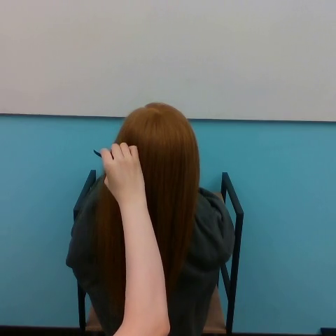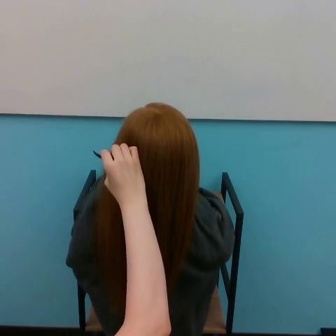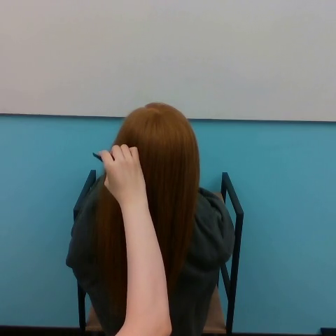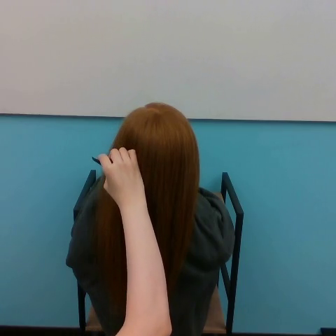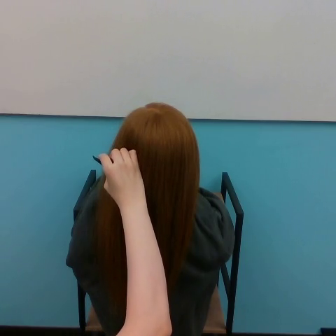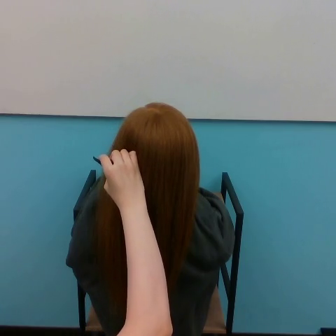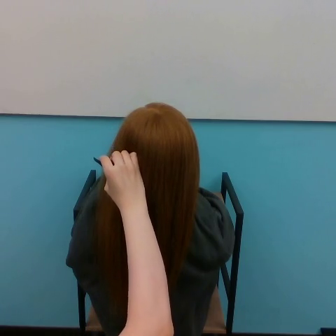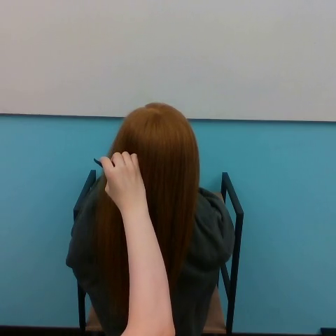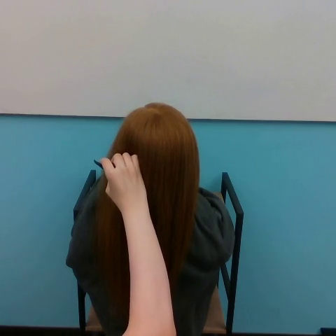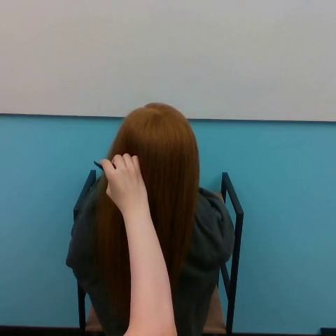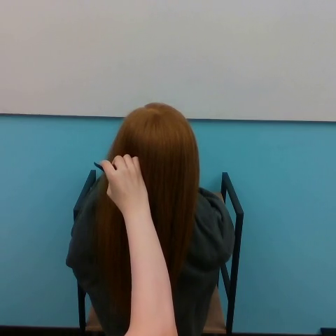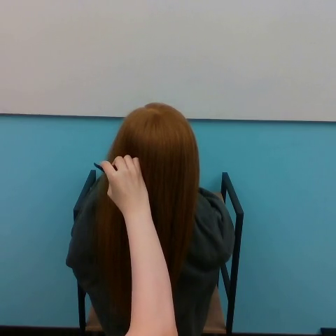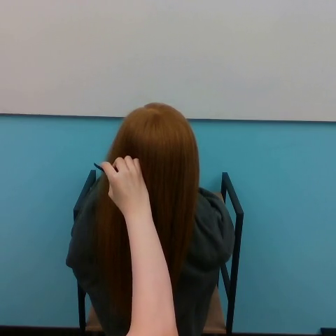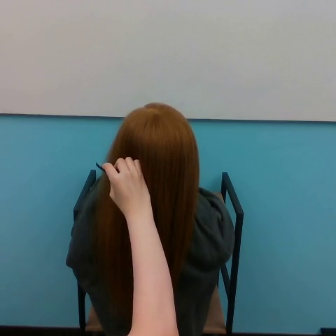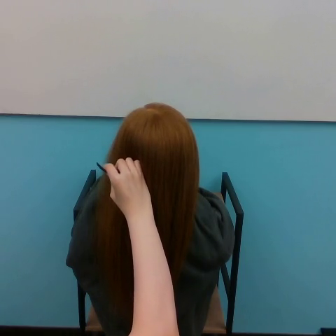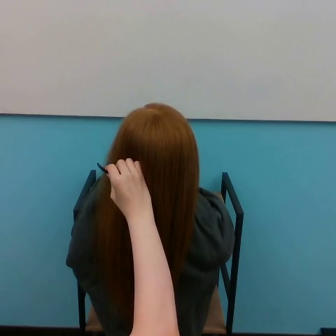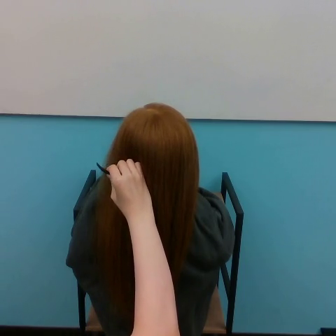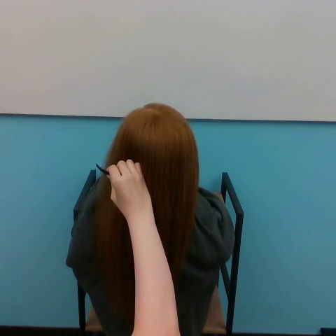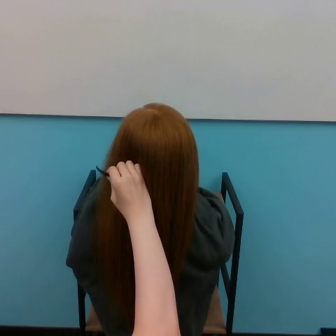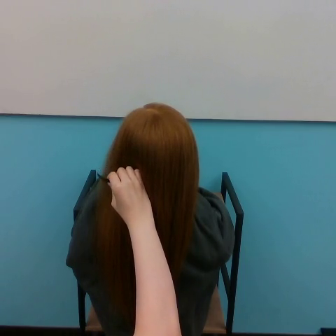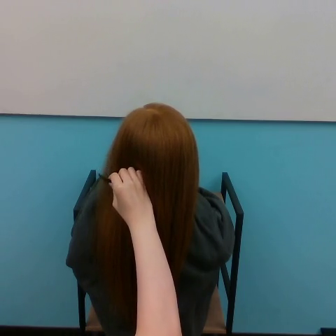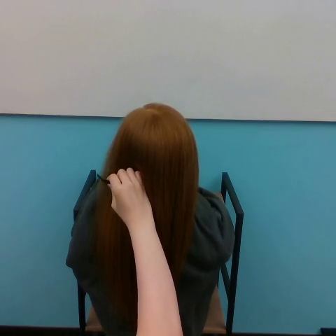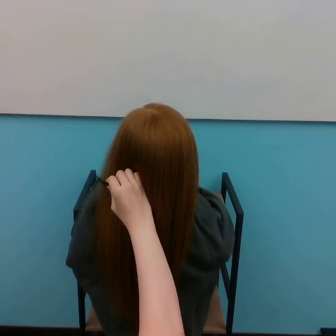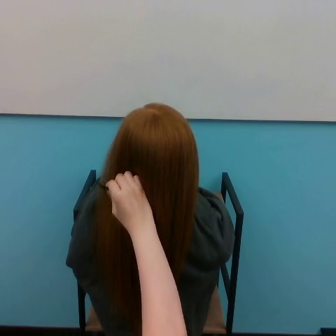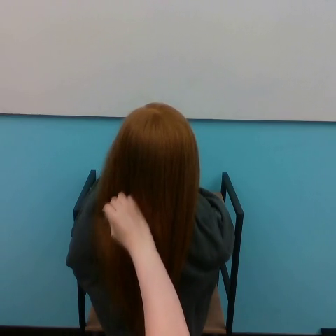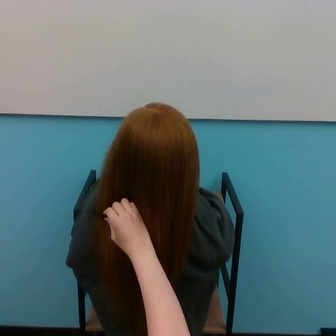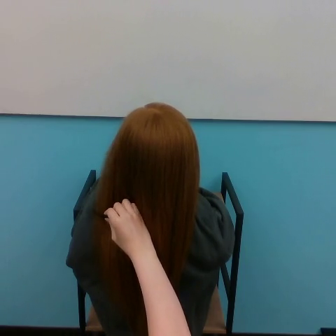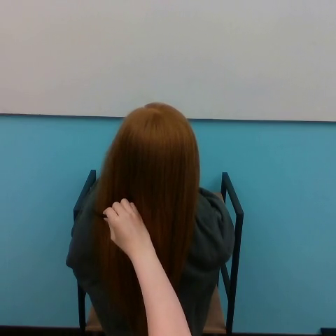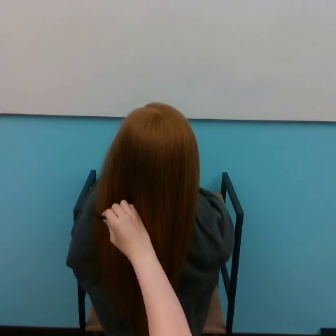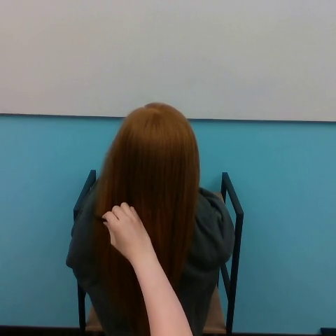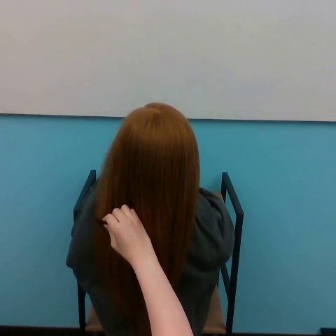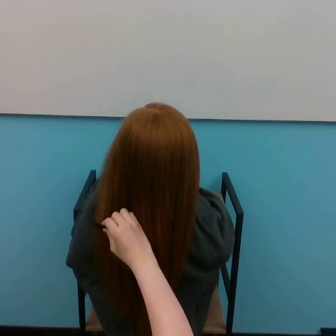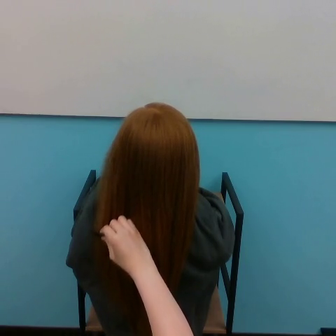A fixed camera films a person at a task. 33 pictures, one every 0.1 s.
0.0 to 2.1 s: The hand goes downward.
2.1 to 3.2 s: The hand goes downward.
Task: brush hair.
